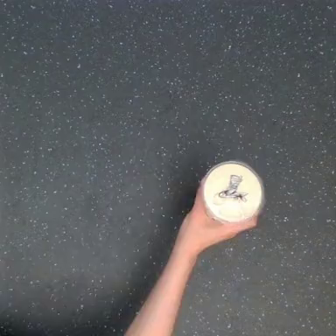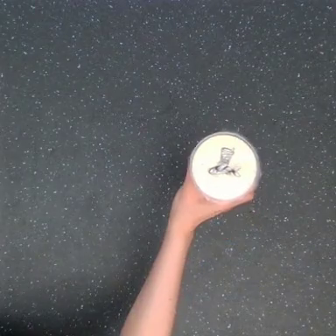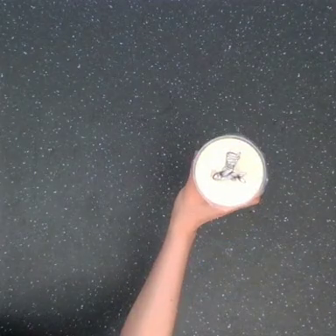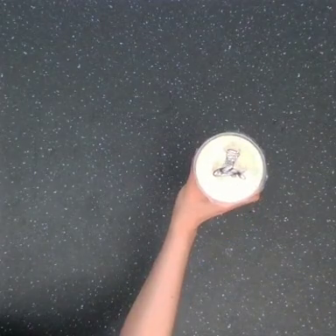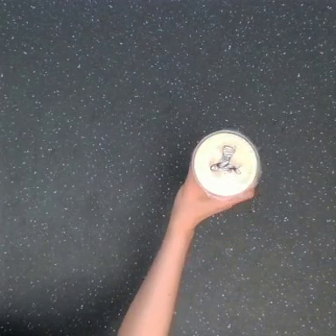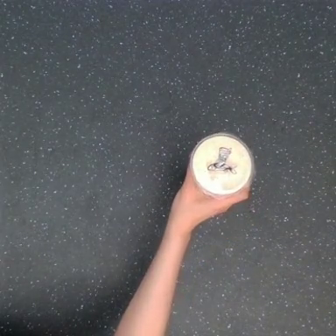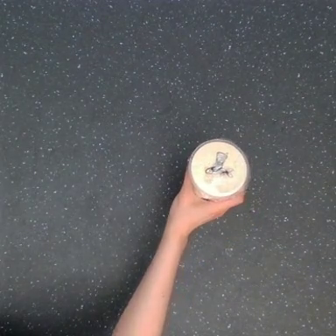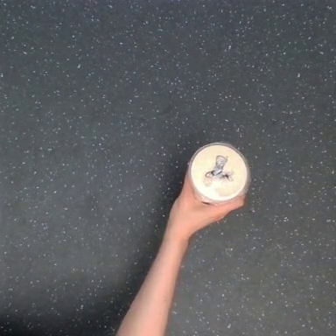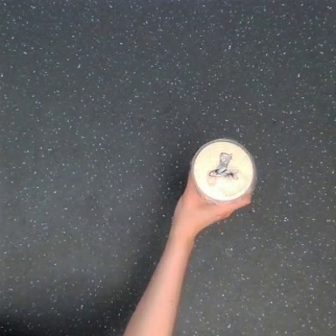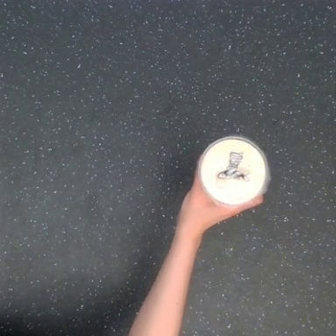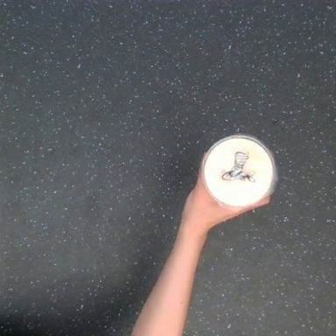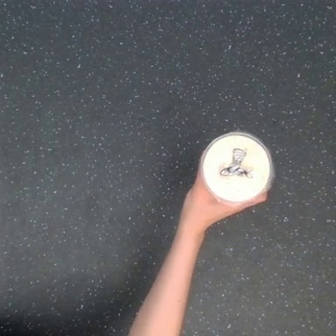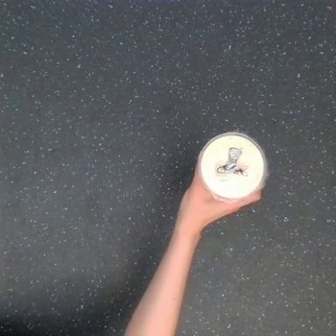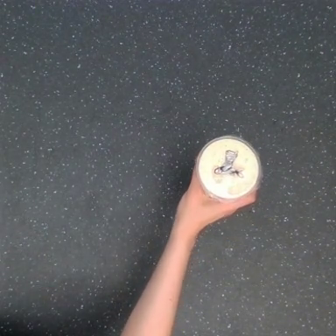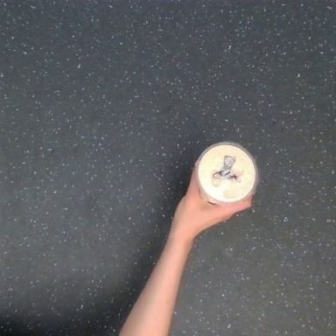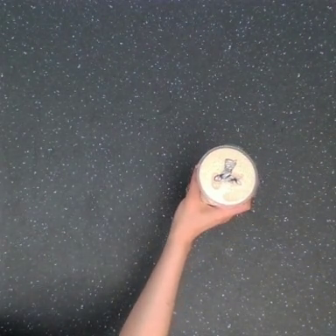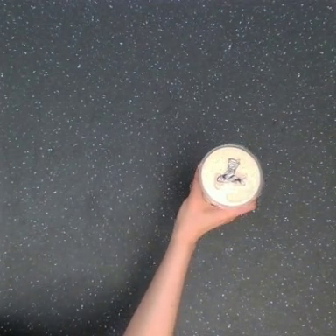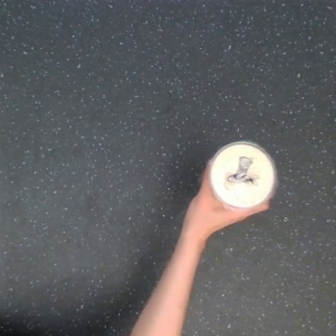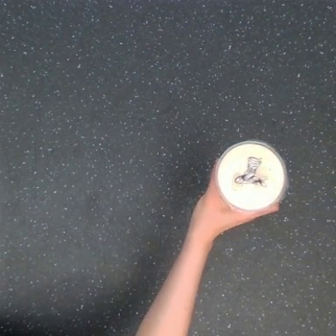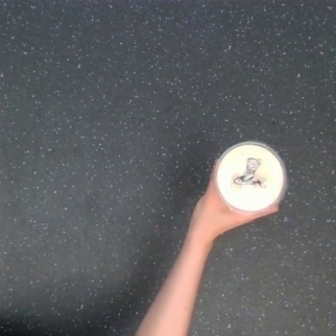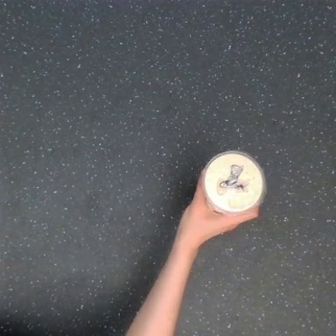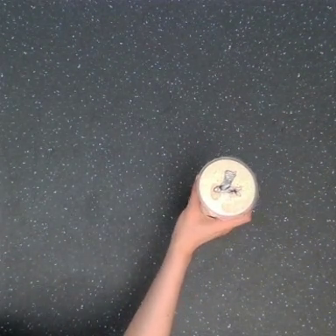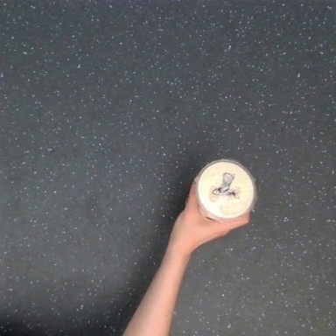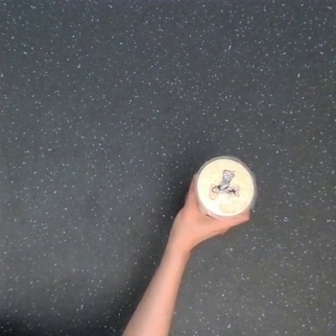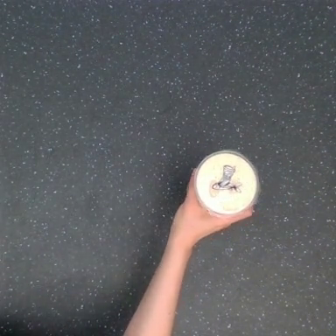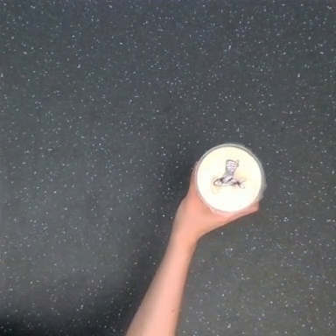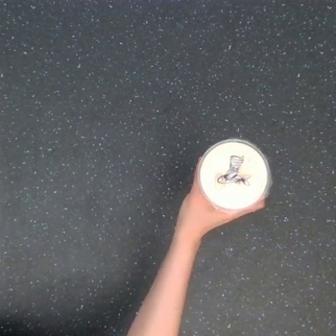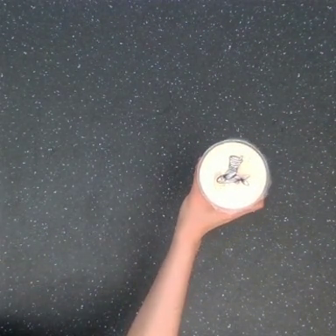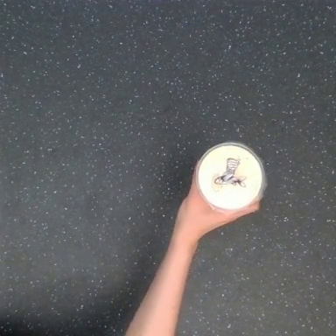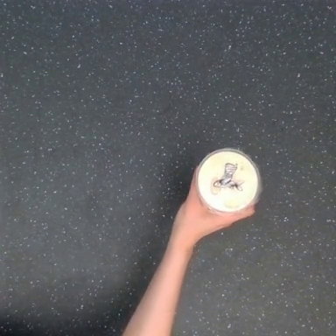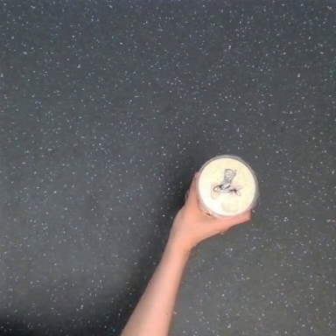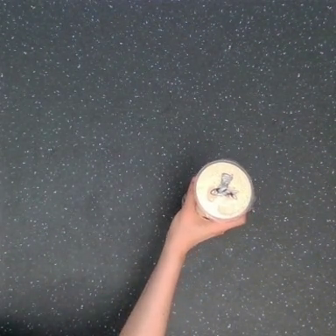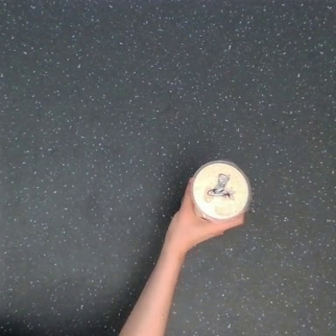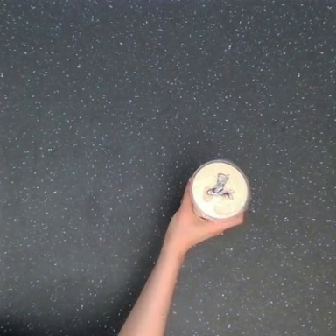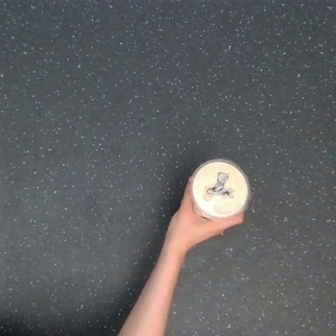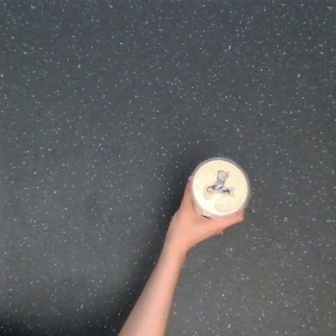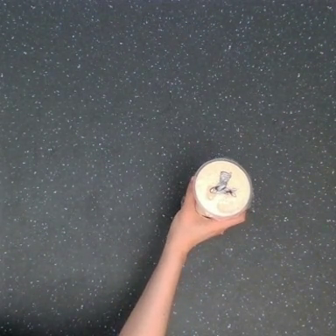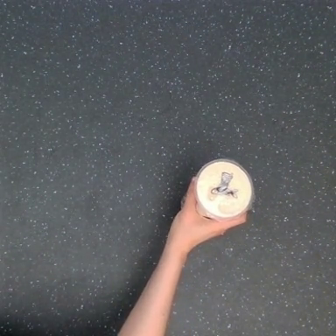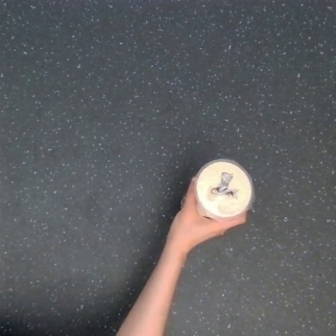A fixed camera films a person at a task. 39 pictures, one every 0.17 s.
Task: shake the boba.
Motion: move up and down, repeating this sequence 4 times.
0.00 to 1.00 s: The hand goes upward, then downward.
1.00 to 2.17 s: The hand goes to the right and upward.
2.17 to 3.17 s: The hand goes to the right.
3.17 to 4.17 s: The hand goes downward and to the left, then upward.
4.17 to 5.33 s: The hand goes downward.
5.33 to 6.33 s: The hand stays where it is.
